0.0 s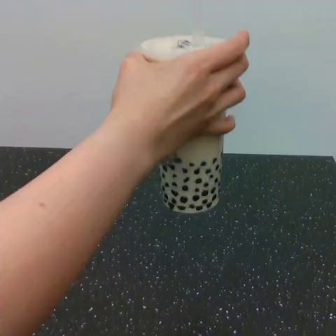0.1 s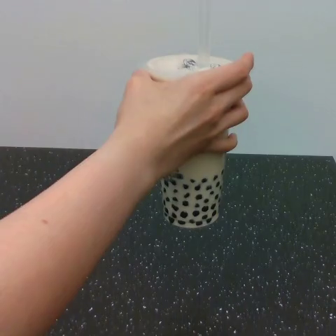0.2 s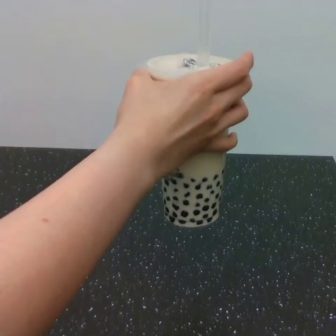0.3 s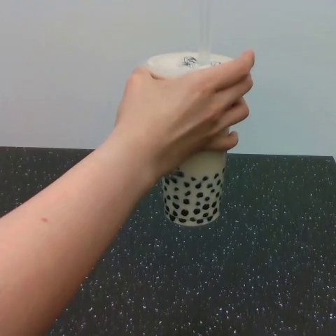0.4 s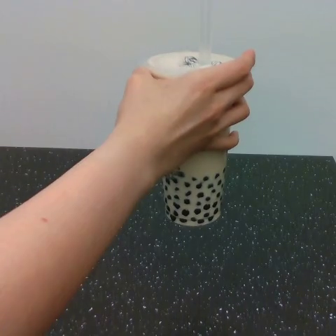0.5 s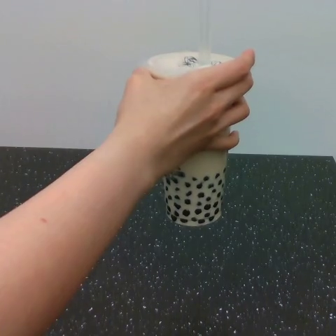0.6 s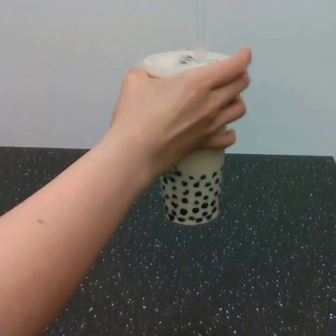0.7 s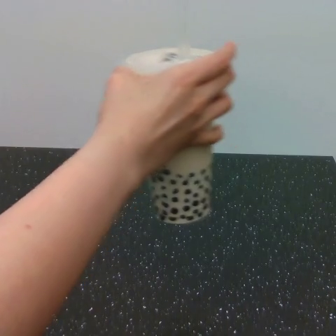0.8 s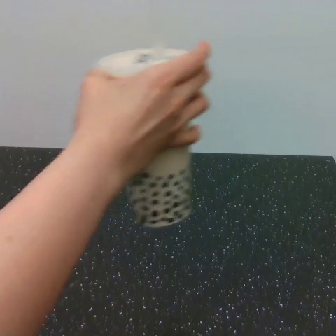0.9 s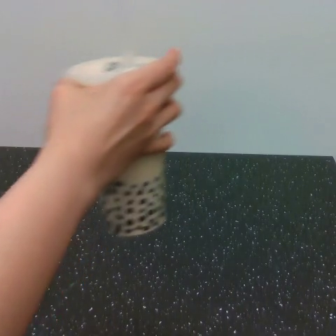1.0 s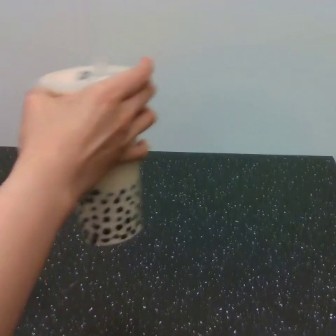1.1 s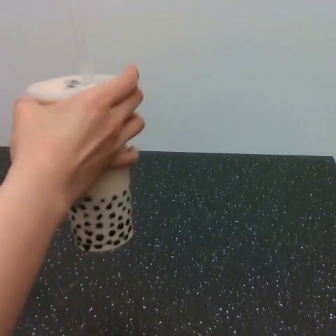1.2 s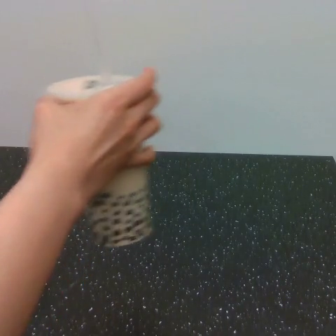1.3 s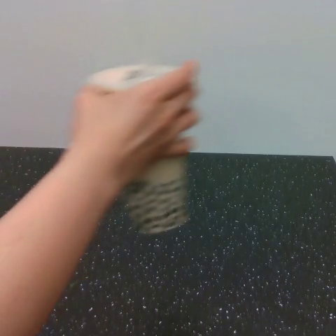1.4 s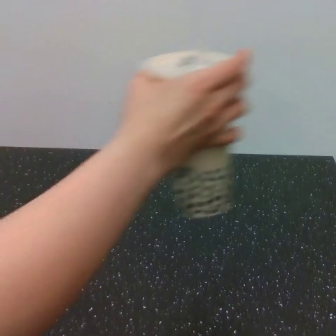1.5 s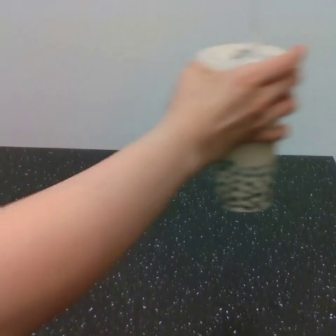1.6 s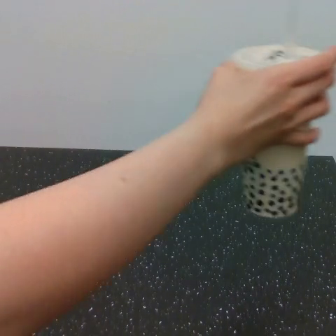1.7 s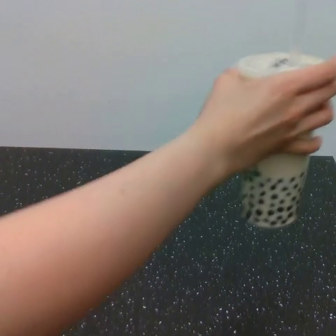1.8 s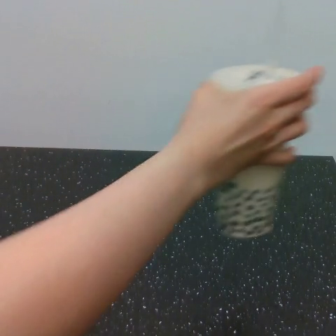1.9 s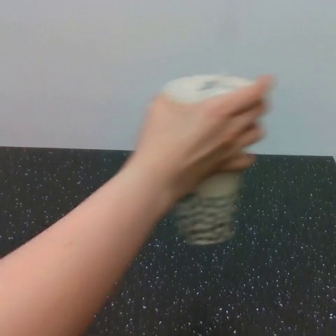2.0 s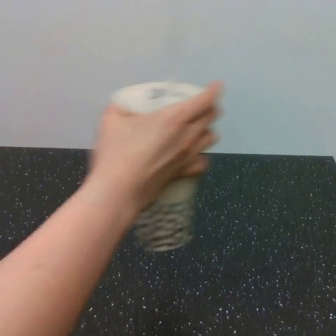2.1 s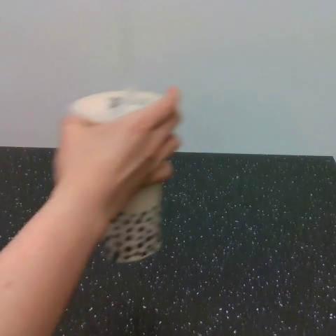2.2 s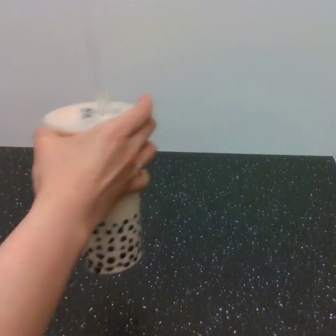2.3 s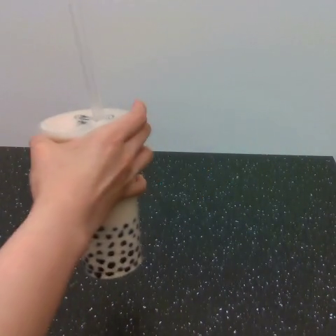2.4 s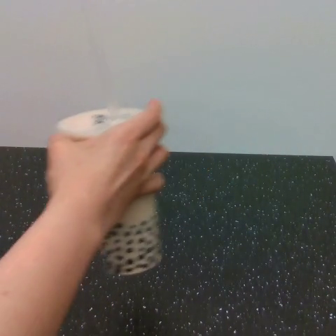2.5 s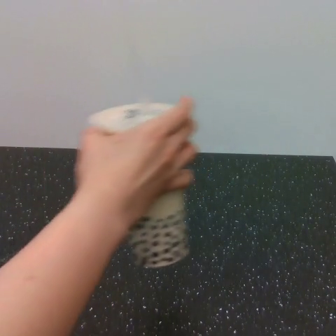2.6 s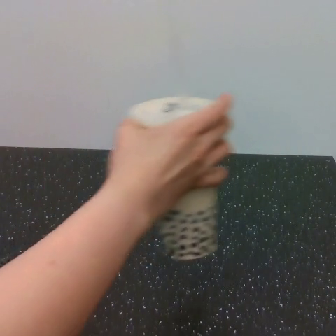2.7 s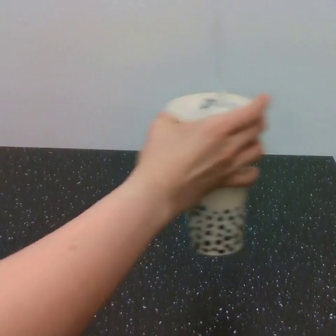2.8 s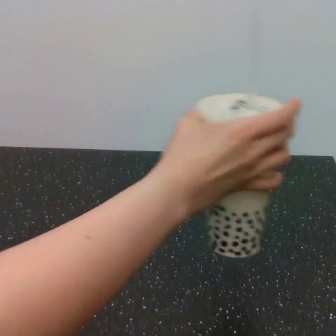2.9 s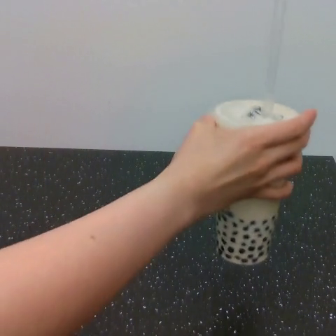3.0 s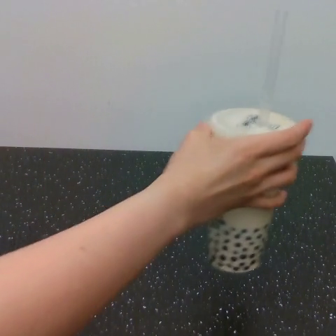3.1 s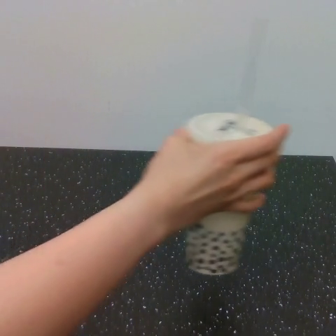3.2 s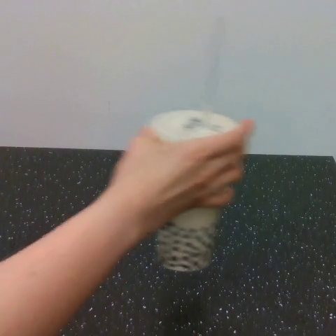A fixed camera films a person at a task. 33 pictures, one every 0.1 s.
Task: shake the boba.
0.0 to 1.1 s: The hand goes to the left.
1.1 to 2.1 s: The hand goes to the right, then to the left.
2.1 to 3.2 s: The hand goes to the right, then to the left.
